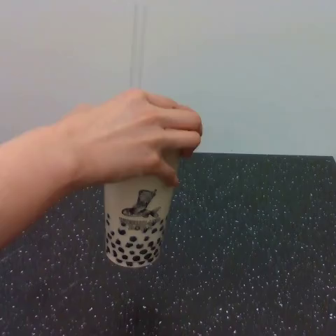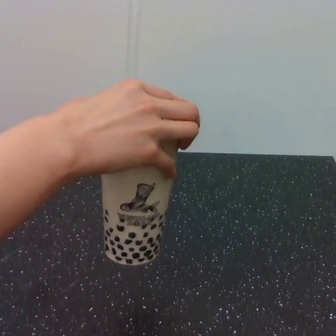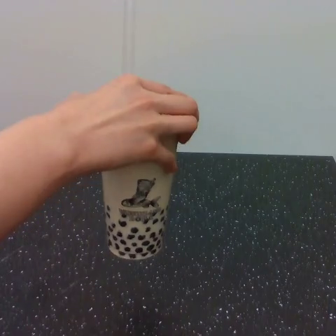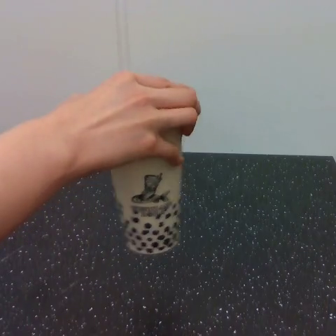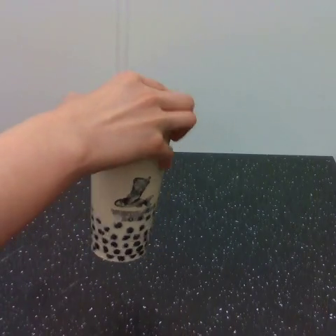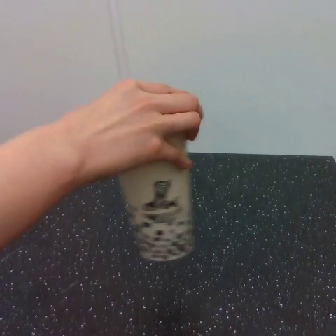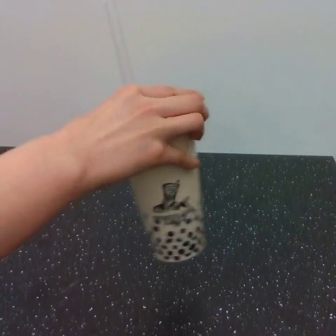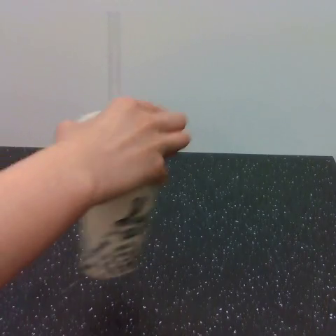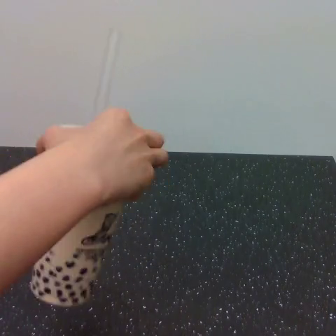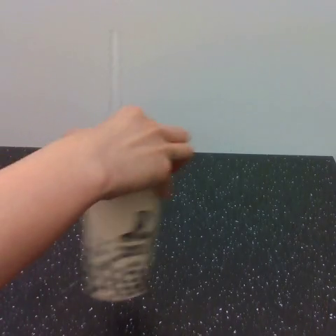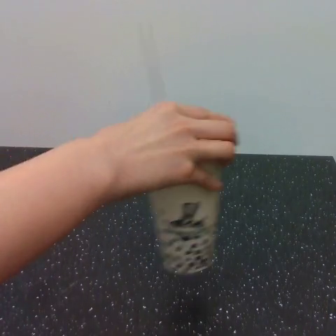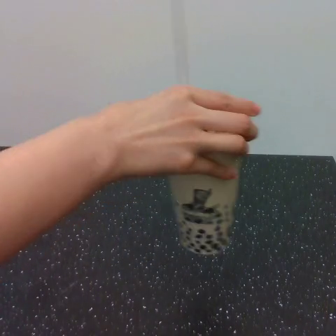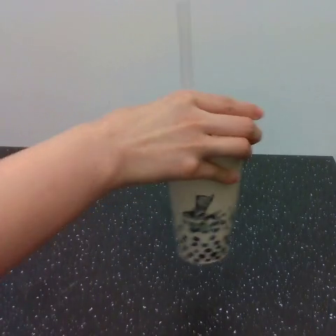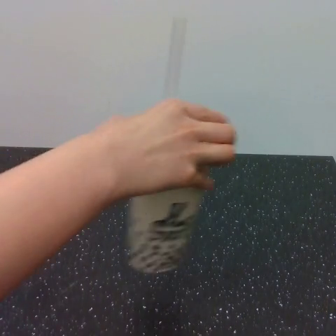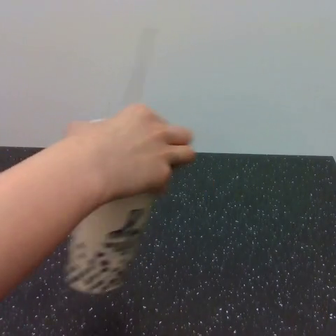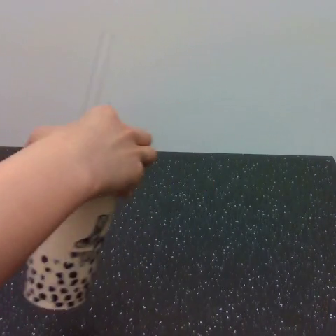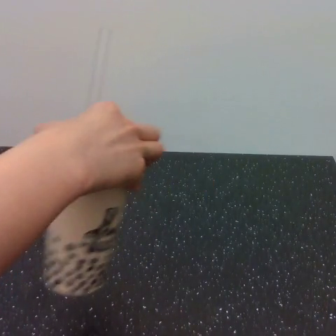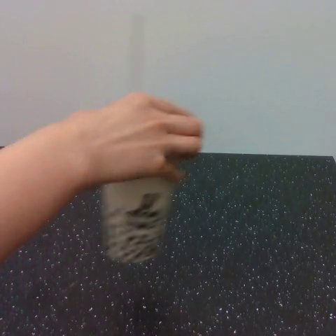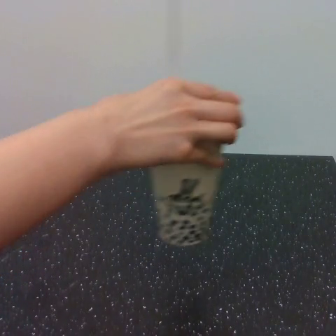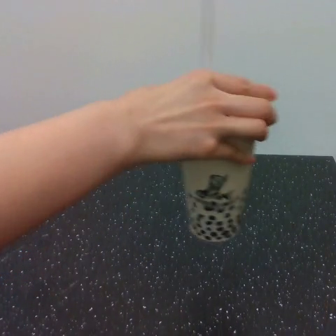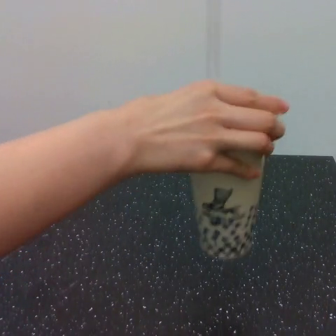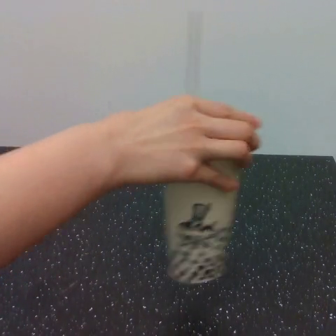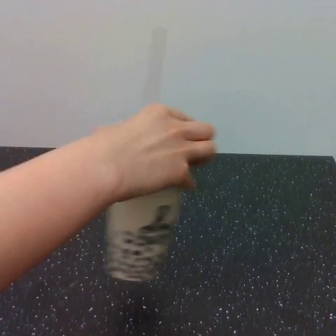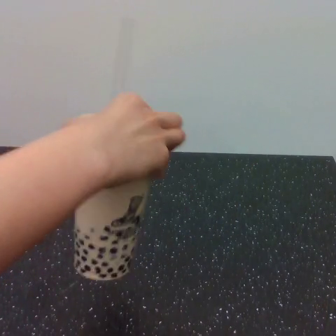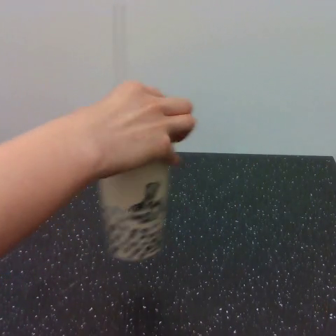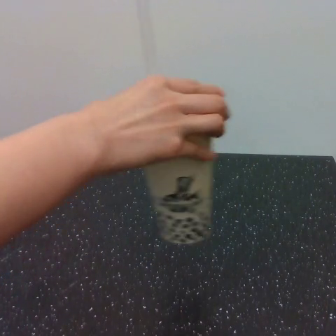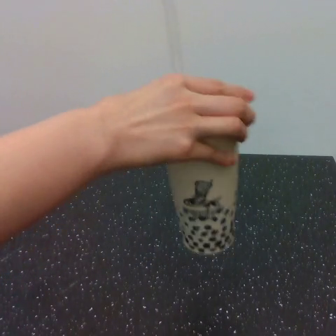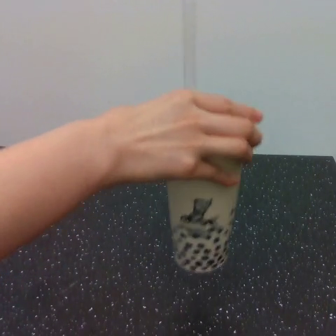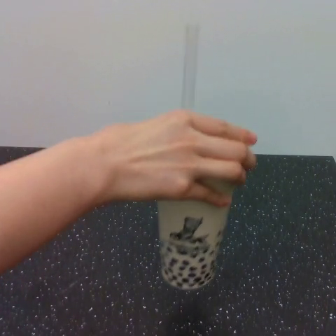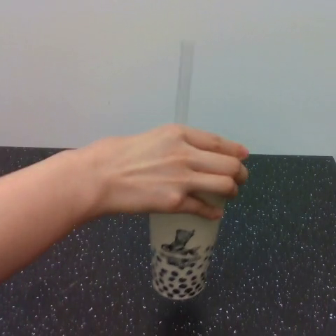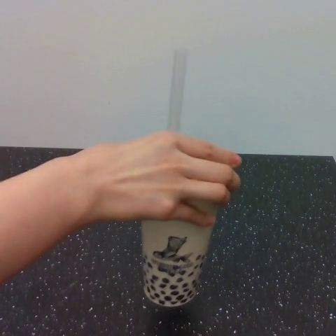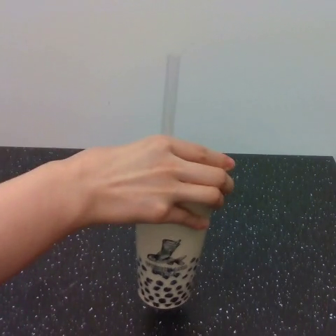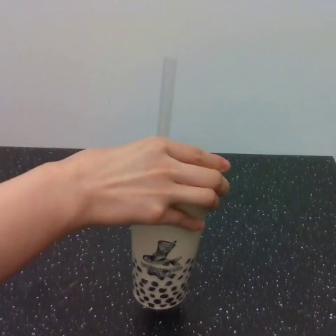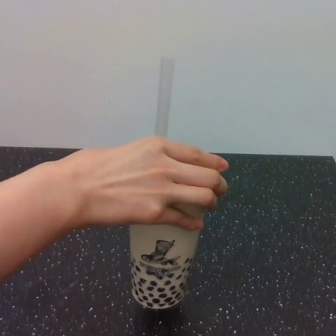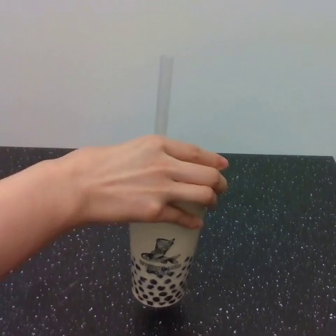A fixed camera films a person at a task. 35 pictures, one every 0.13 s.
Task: shake the boba.
Motion: move to the right and move to the left, repeating this sequence 4 times.
0.00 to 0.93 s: The hand goes upward, then downward.
0.93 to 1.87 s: The hand goes to the right, then to the left.
1.87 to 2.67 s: The hand goes to the right.
2.67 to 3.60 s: The hand goes to the left, then to the right, on a clockwise arc.
3.60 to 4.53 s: The hand goes downward and to the left.
